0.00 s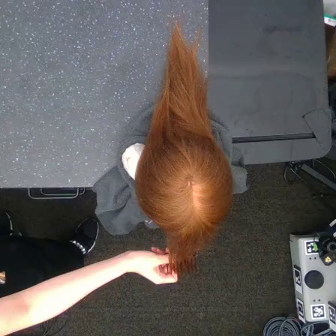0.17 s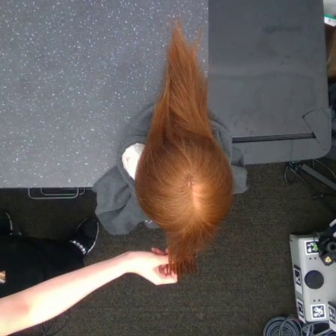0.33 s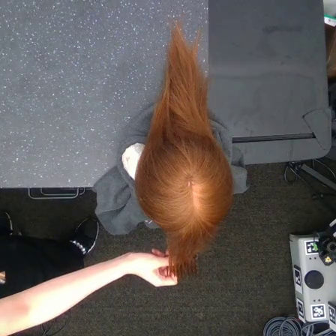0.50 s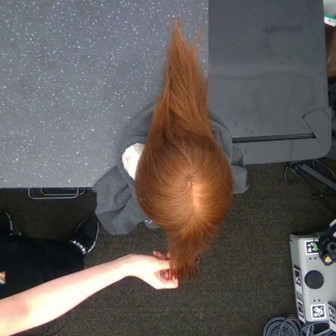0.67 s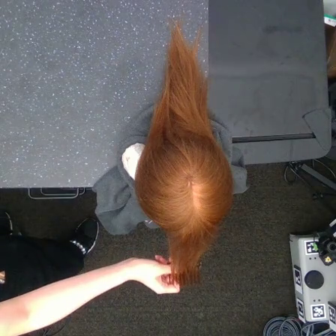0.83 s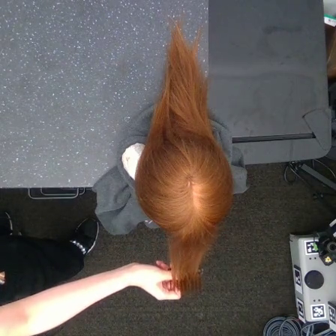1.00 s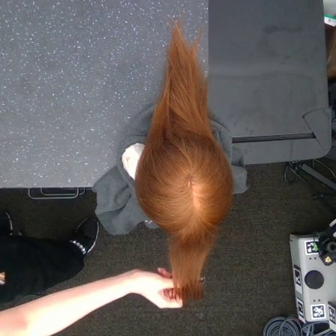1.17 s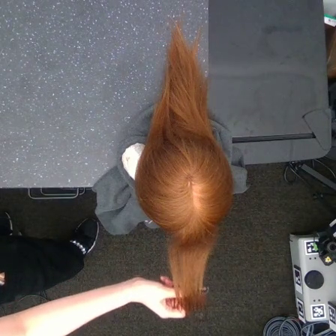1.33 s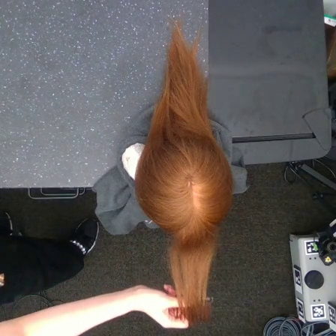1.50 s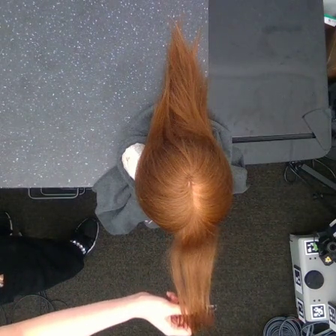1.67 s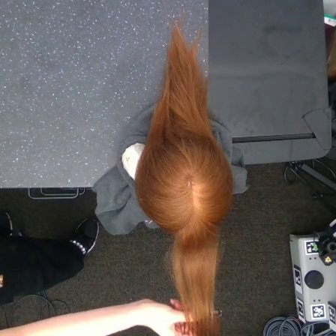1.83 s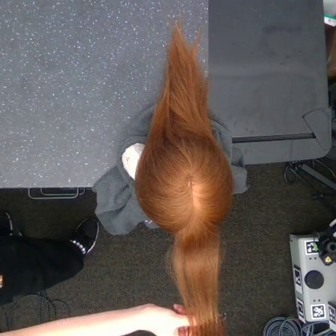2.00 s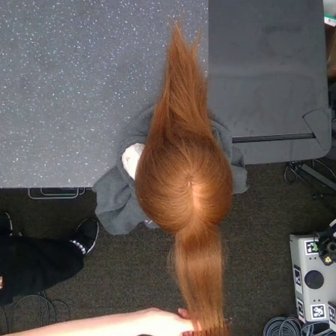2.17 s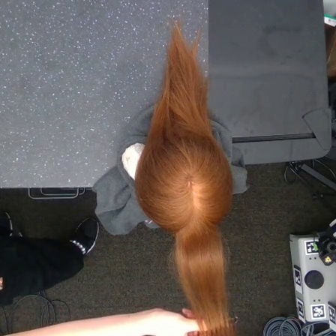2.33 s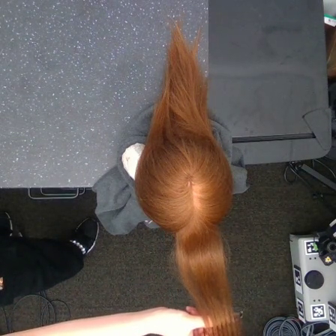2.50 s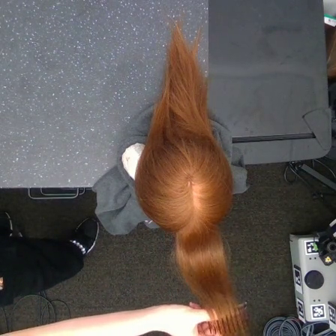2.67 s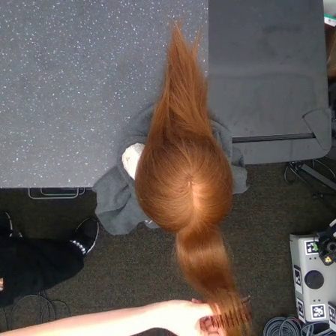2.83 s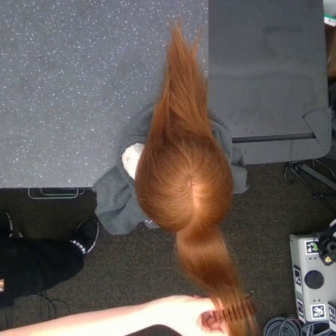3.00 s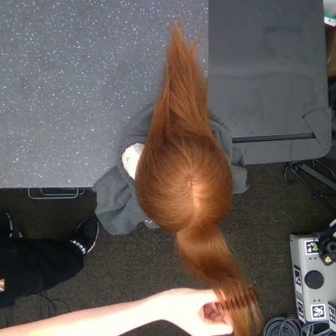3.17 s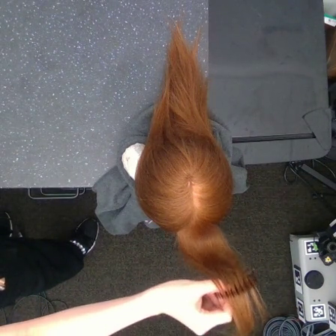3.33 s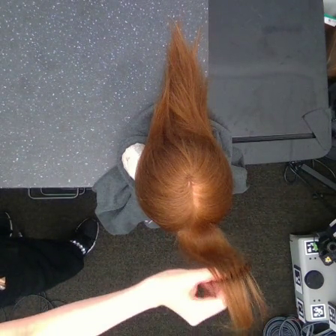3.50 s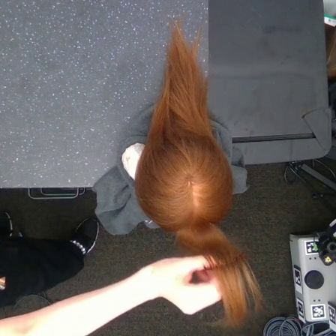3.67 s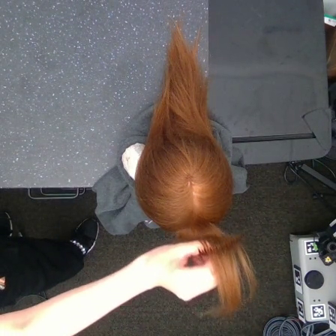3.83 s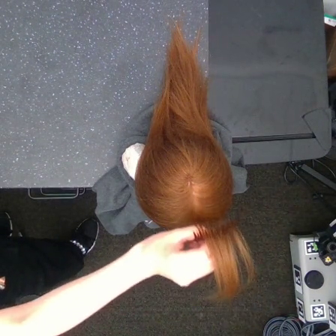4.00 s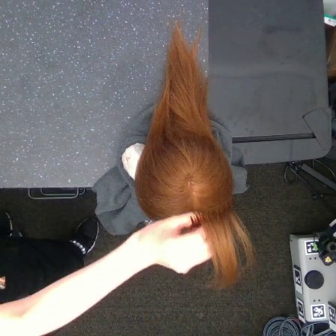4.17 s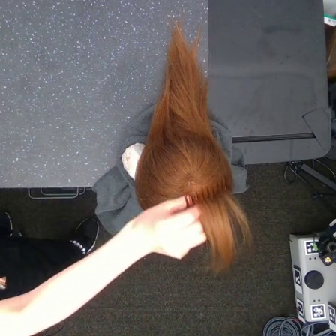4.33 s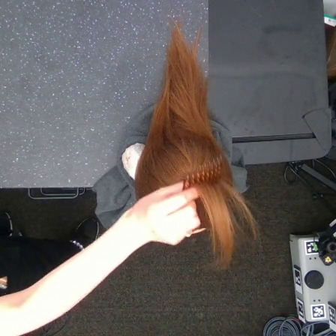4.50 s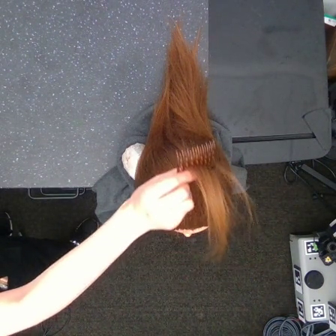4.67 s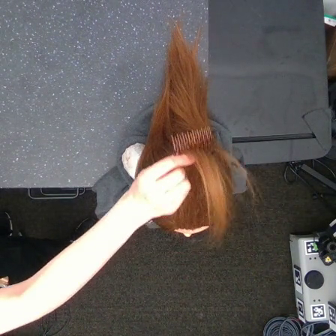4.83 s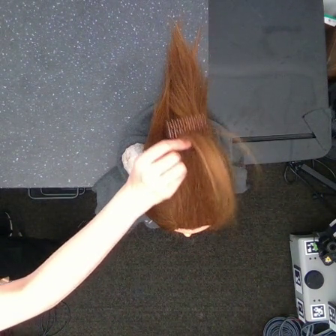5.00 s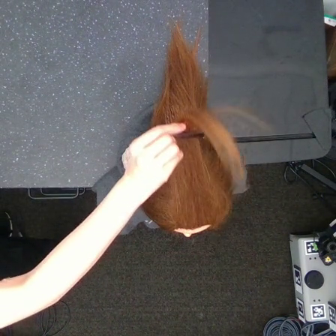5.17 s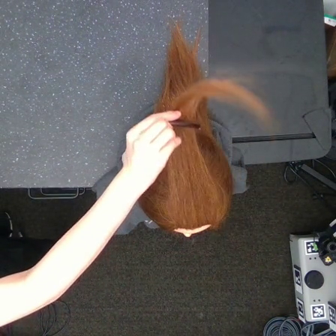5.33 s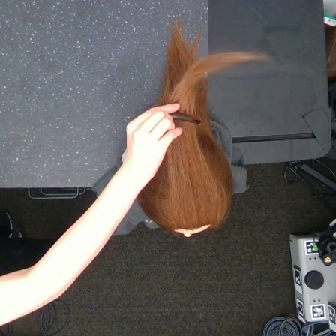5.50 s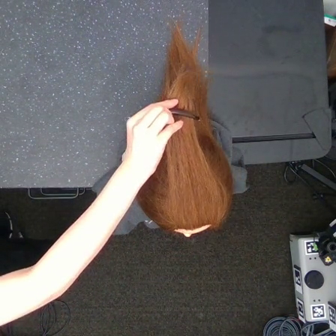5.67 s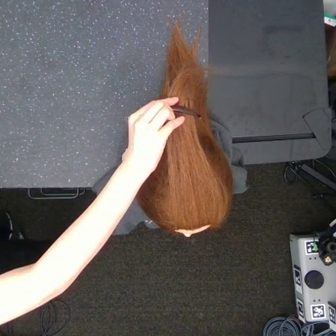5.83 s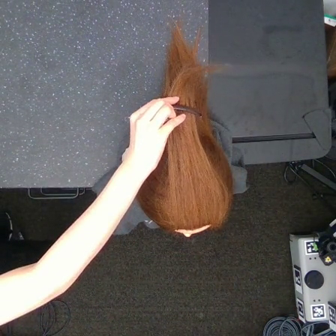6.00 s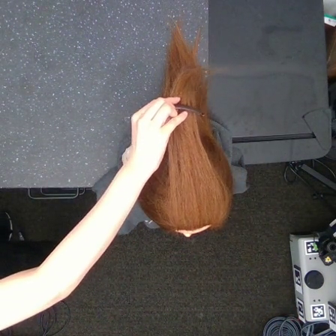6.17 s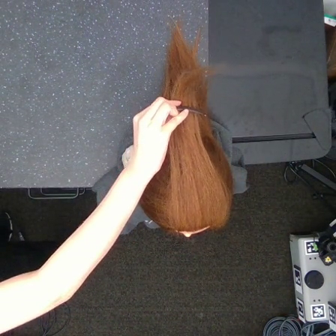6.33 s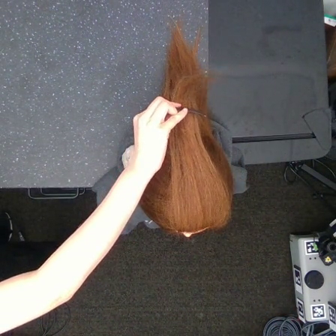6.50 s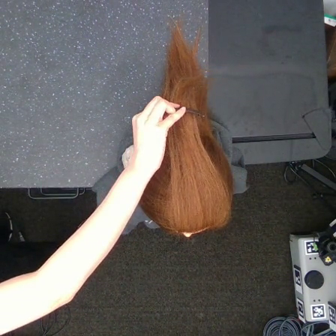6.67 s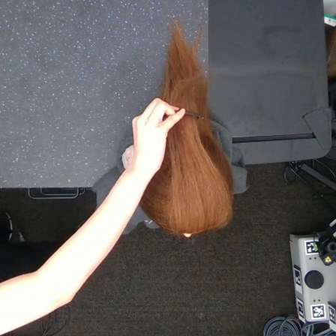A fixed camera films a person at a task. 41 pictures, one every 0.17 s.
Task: tidy front hair.
Motion: move downward and to the right, then move upward and to the left.
0.00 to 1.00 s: The hand goes downward.
1.00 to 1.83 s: The hand goes downward.
1.83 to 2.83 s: The hand stays where it is.
2.83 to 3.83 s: The hand goes upward.
3.83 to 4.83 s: The hand goes upward.
4.83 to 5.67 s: The hand goes upward.
5.67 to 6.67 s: The hand moves only a little.
